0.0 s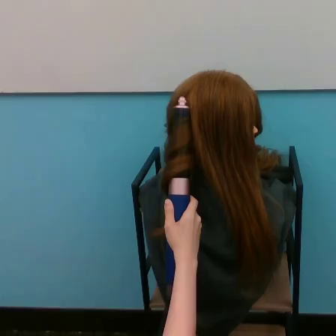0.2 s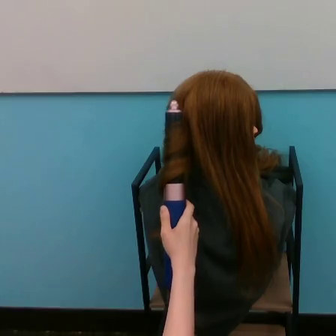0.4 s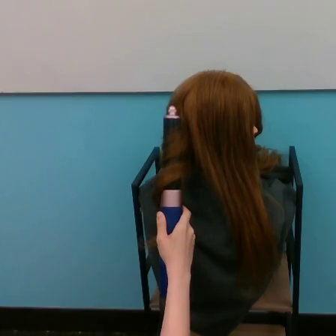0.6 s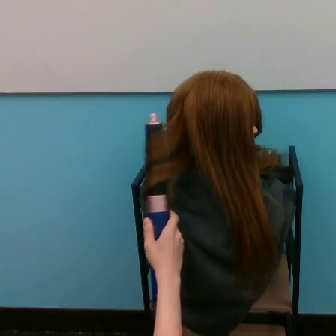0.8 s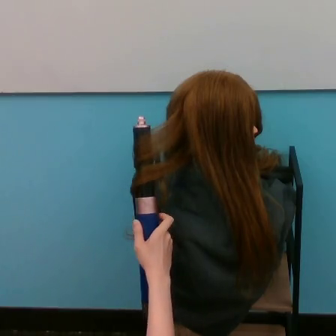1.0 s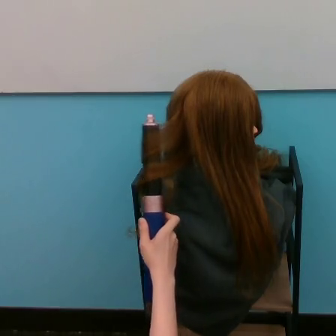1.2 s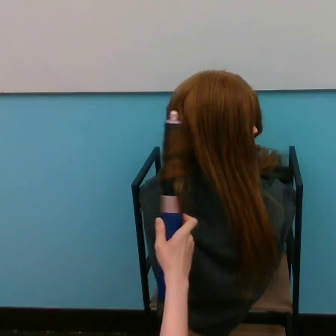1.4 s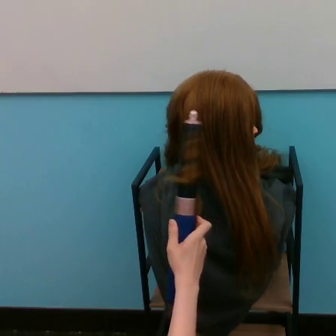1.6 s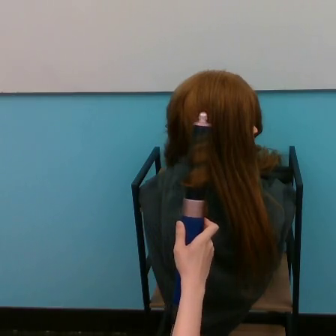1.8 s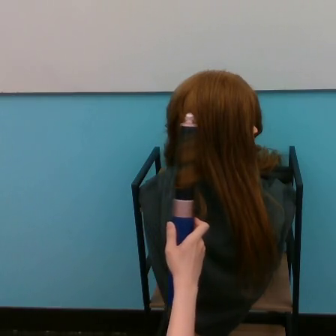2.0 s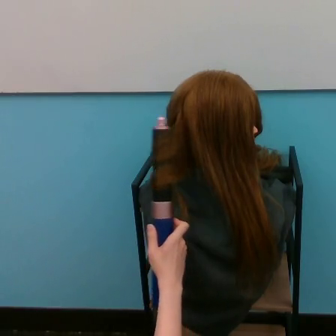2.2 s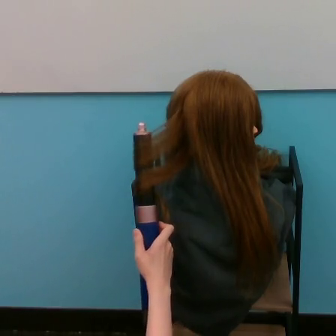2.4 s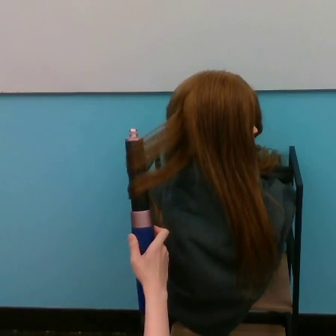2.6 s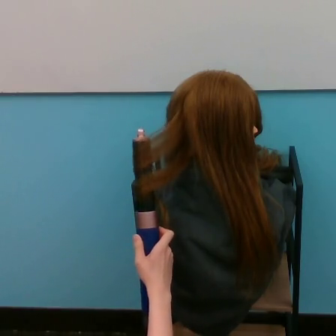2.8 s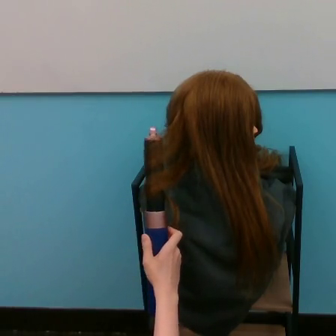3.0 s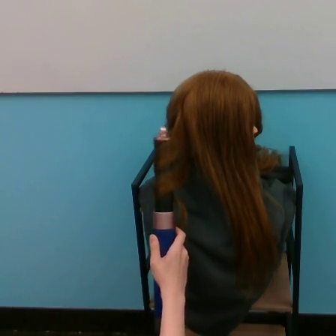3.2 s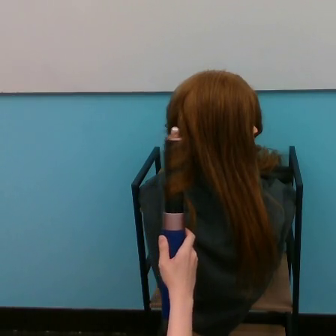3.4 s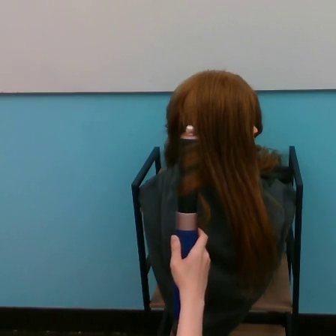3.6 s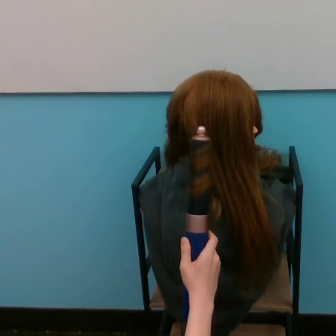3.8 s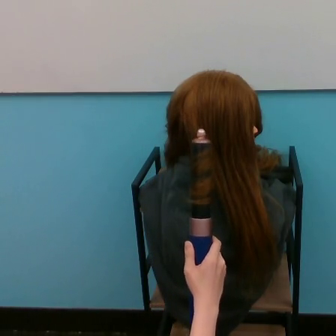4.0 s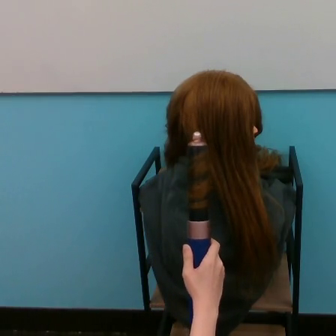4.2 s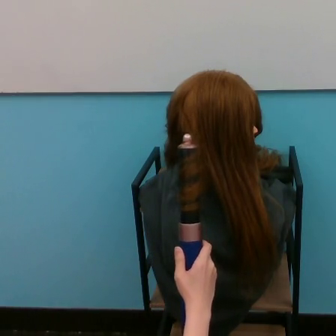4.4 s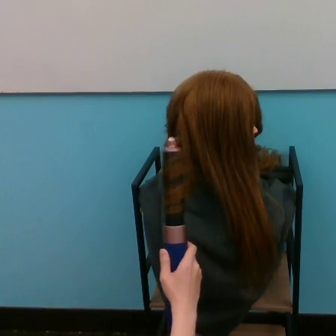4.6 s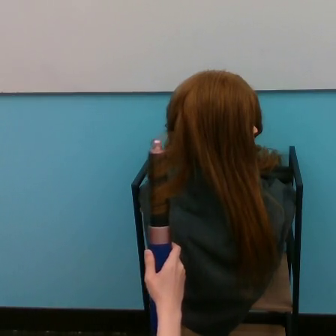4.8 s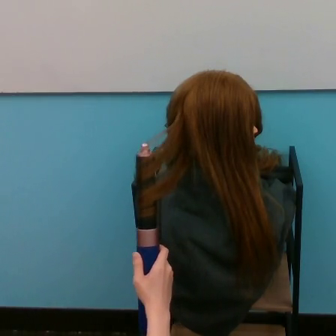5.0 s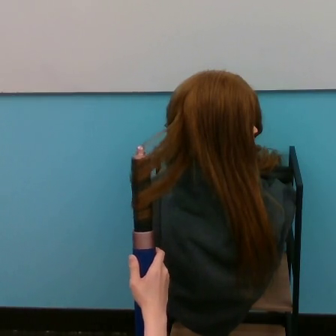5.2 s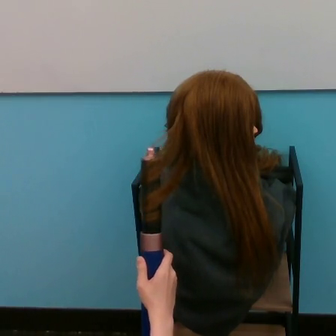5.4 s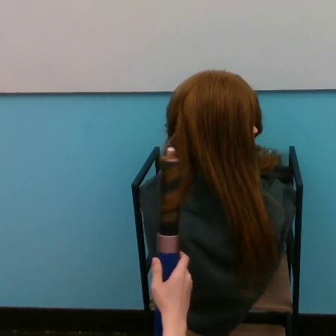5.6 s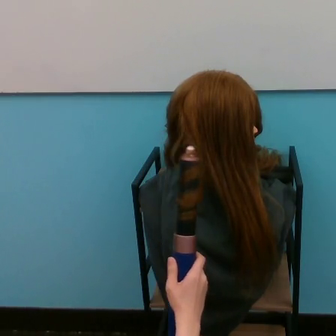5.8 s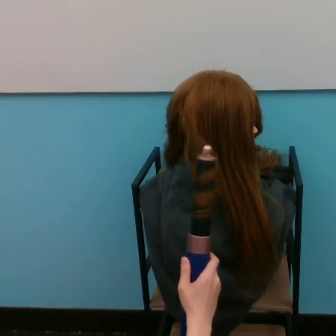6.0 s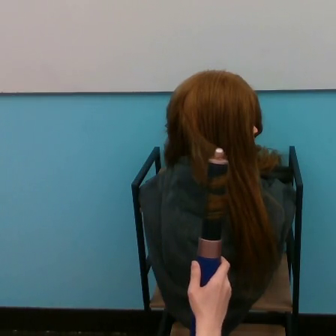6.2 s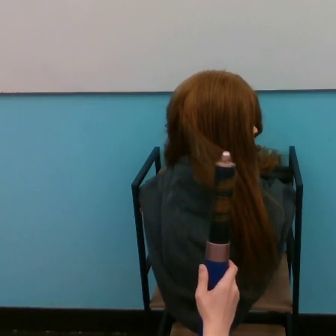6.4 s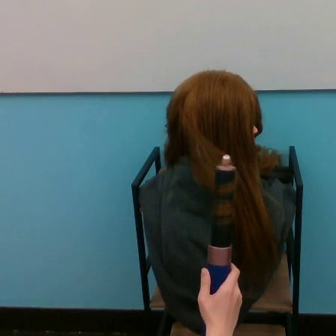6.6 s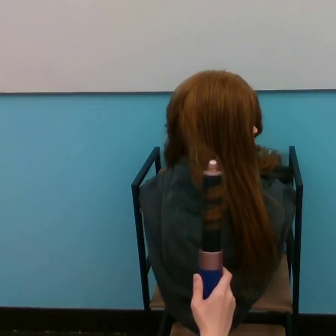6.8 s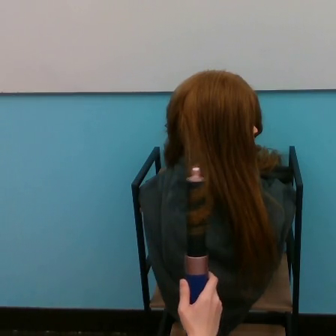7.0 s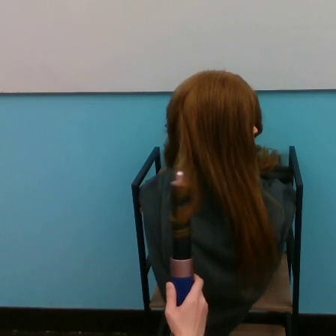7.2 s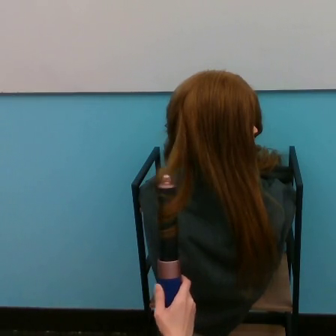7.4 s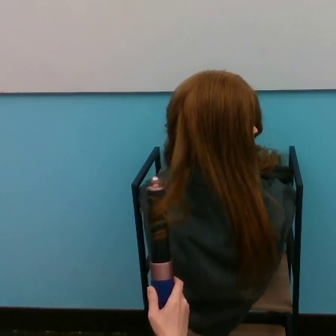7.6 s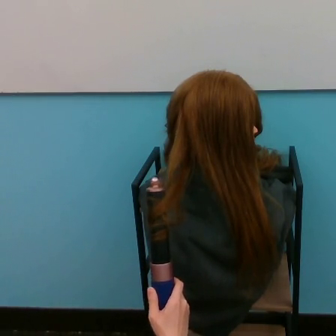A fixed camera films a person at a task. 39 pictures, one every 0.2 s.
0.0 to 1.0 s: The hand goes to the left and downward.
1.0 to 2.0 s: The hand goes to the right, then to the left.
2.0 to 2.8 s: The hand goes to the left.
2.8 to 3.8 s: The hand goes to the right.
3.8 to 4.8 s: The hand goes to the left.
4.8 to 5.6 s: The hand goes to the right.
5.6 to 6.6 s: The hand goes to the right, on a clockwise arc.
6.6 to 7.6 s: The hand goes to the left.
Task: curl hair.
Motion: move downward, making horizontal oscillations to the left and to the right.
